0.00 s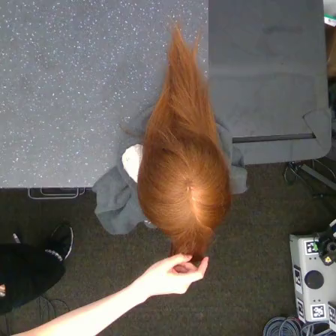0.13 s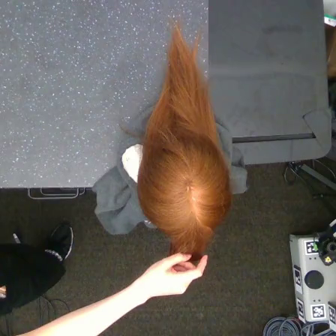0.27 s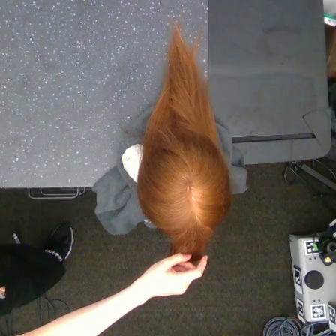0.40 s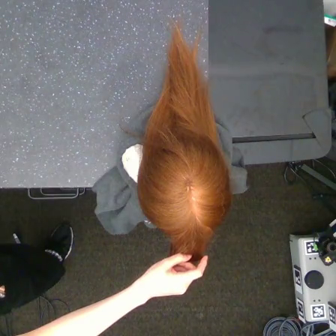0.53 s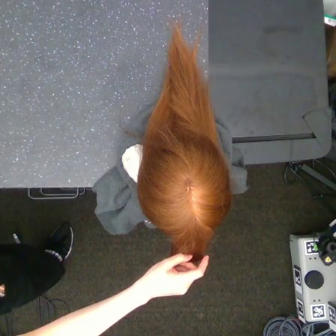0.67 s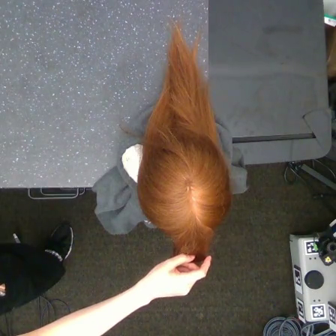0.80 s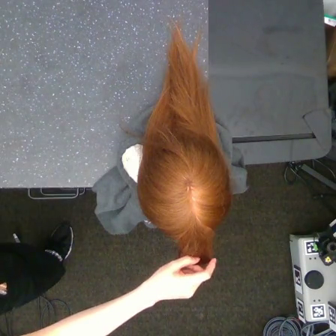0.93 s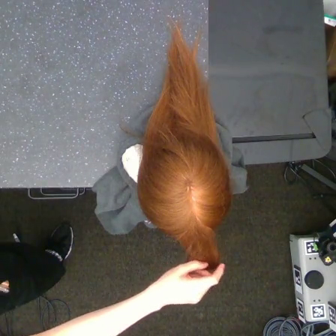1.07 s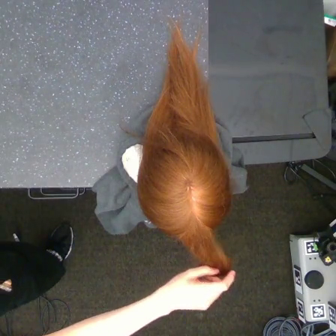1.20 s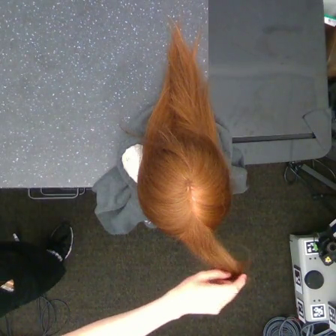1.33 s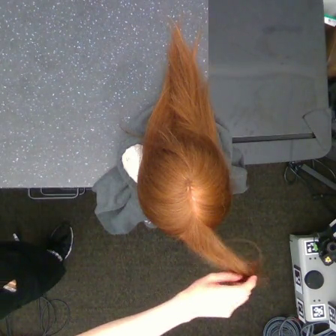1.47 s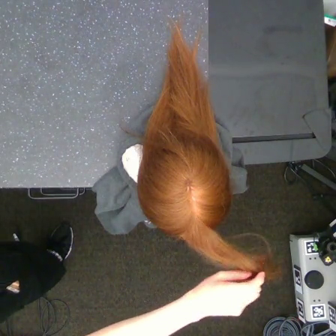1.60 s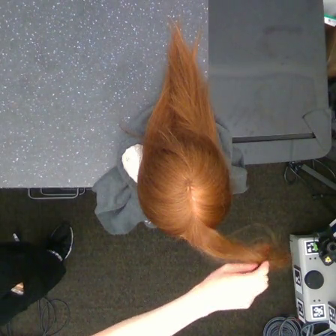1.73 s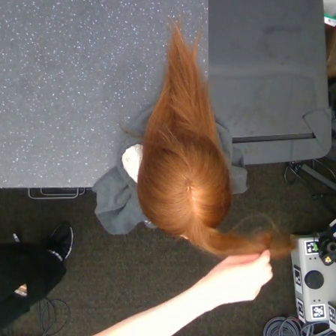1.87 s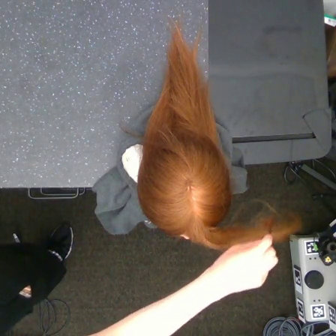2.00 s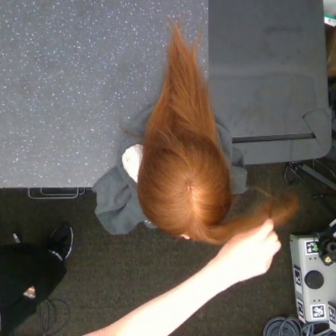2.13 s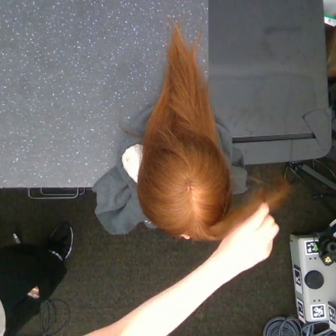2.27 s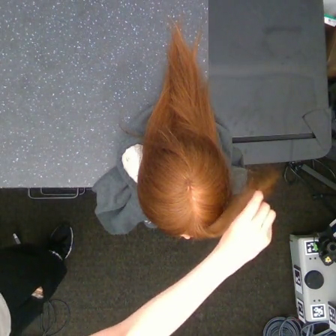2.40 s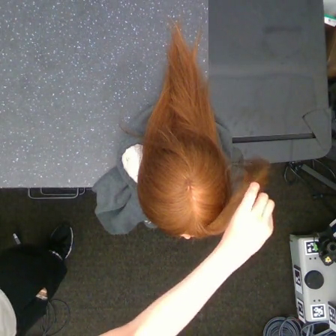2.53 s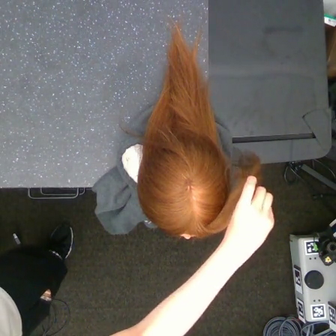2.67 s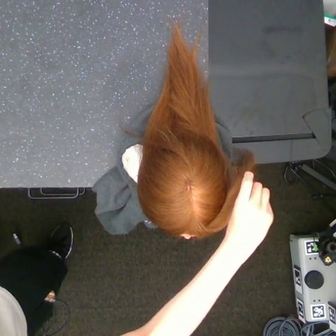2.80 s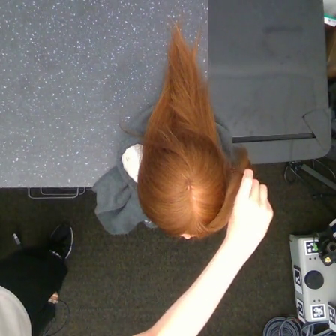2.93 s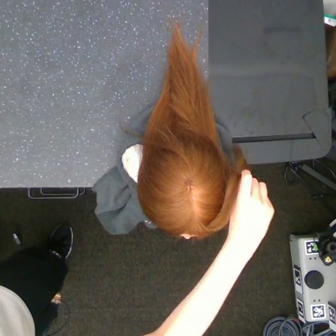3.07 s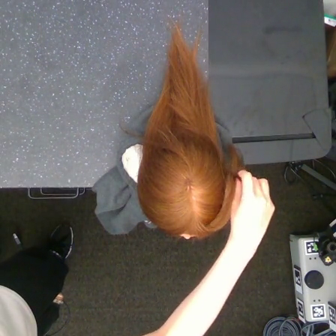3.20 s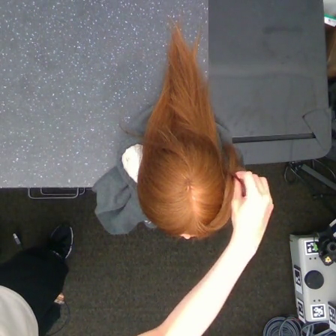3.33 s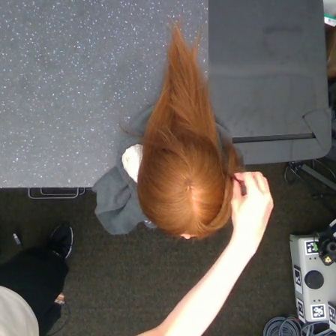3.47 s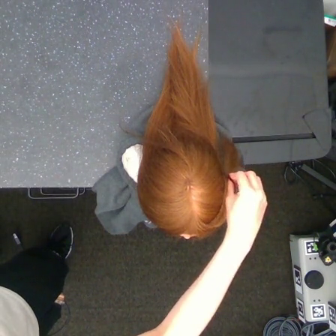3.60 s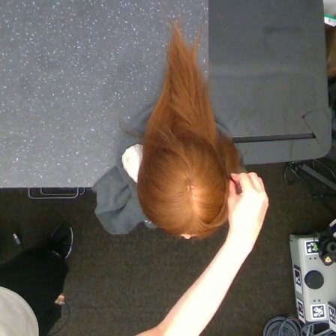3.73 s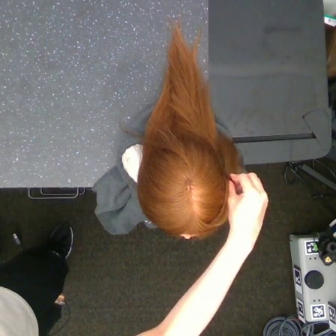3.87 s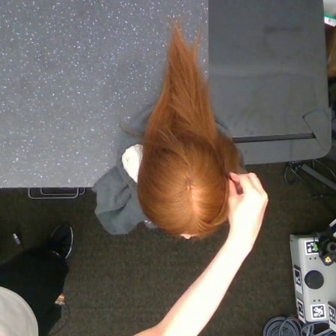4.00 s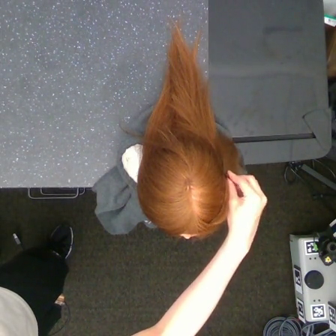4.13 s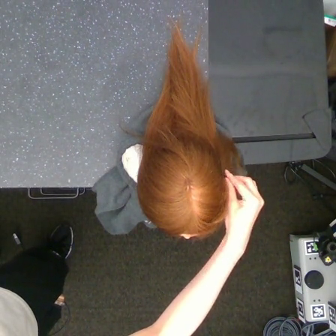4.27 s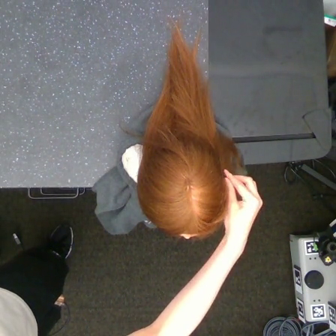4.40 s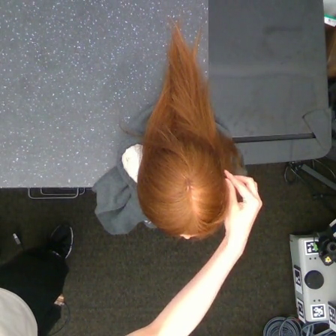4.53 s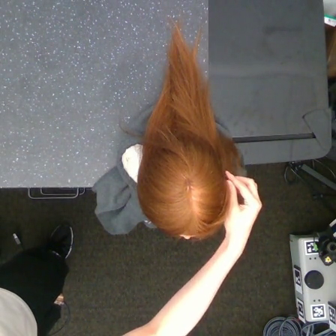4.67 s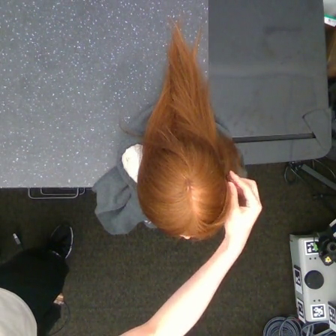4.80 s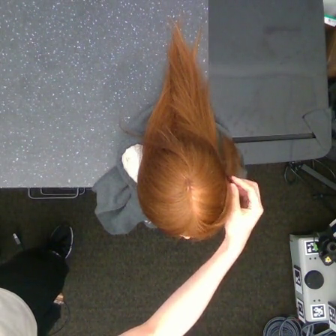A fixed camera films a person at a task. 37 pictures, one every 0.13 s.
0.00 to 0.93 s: The hand goes to the right.
0.93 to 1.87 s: The hand goes to the right, on a counterclockwise arc.
1.87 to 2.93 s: The hand goes upward.
2.93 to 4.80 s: The hand moves only a little.
In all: It circles counterclockwise, turning through about 270 degrees.
Task: tidy front hair.
Motion: make a half circular motion counter-clockwise.
